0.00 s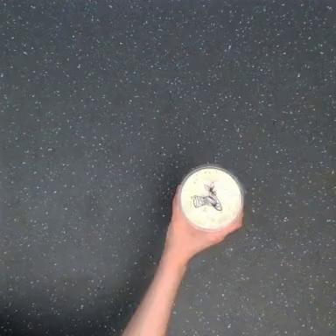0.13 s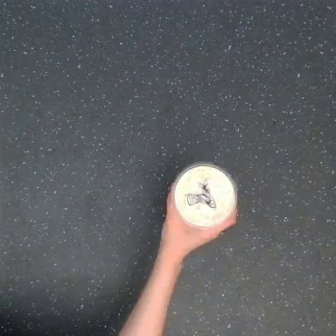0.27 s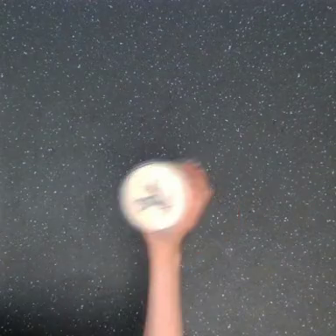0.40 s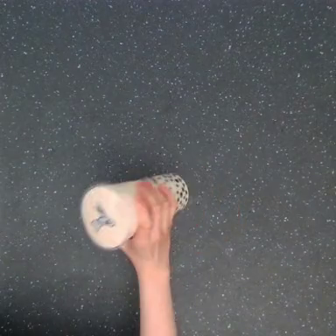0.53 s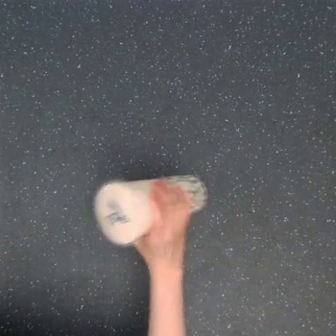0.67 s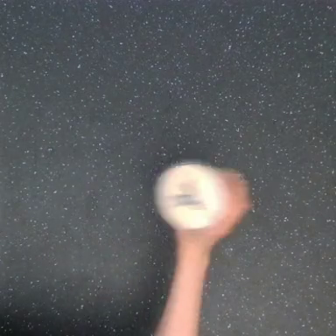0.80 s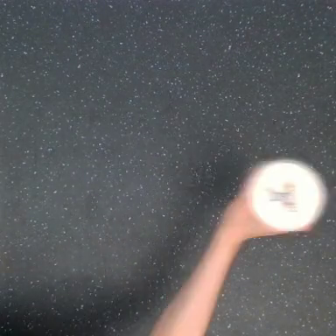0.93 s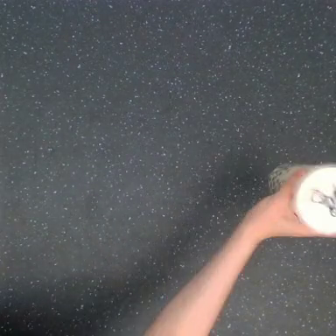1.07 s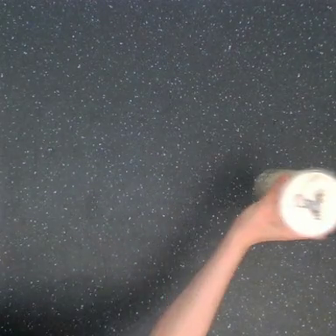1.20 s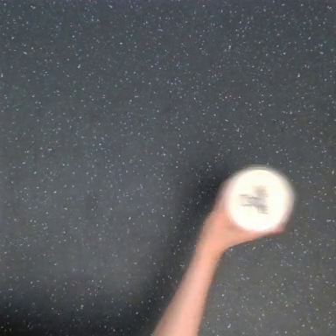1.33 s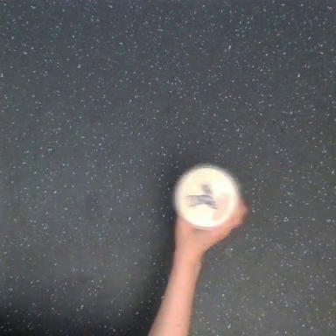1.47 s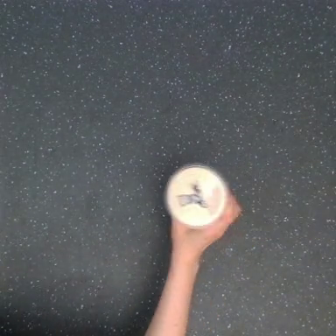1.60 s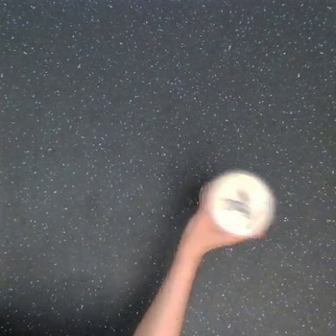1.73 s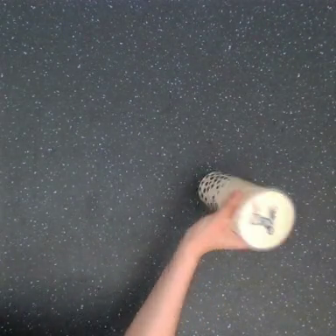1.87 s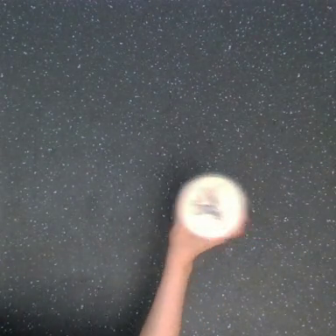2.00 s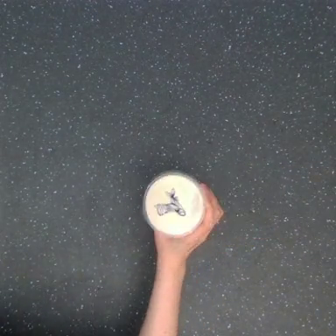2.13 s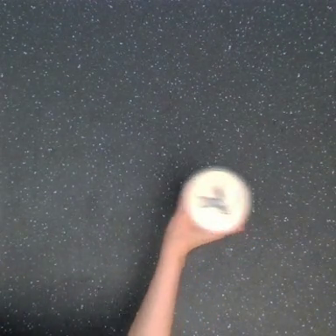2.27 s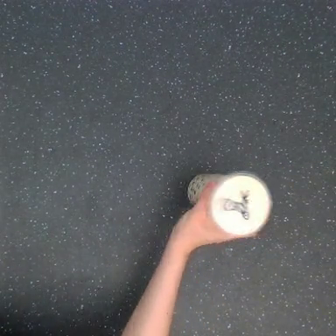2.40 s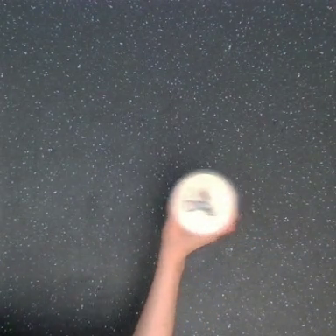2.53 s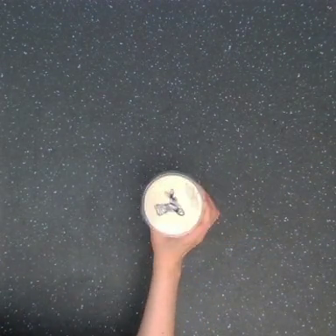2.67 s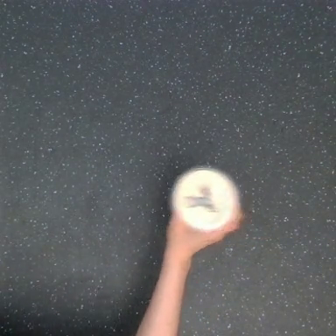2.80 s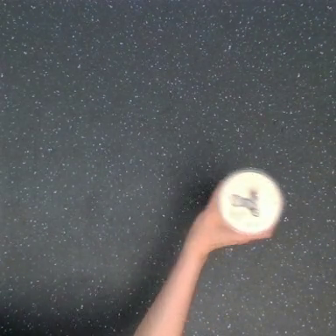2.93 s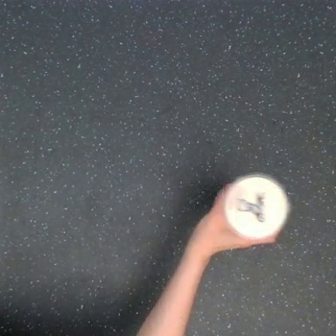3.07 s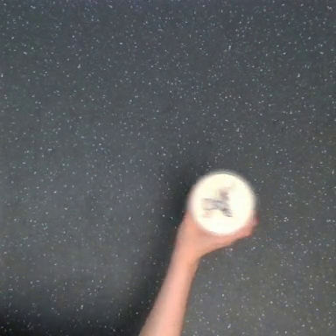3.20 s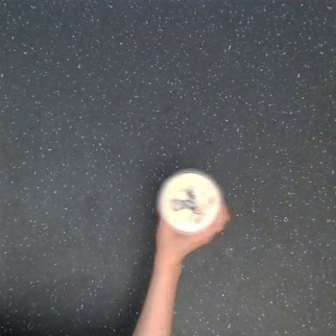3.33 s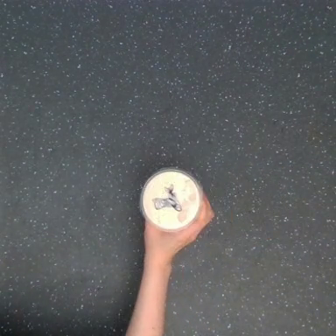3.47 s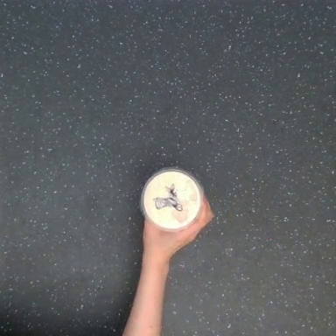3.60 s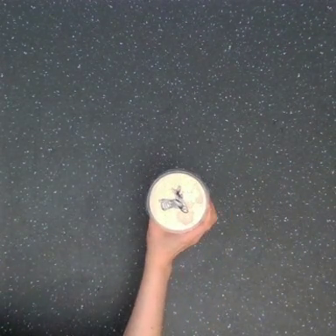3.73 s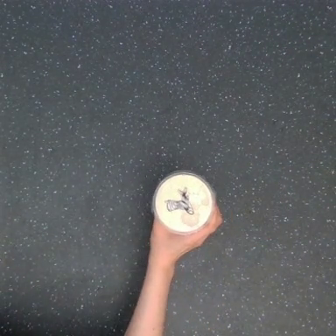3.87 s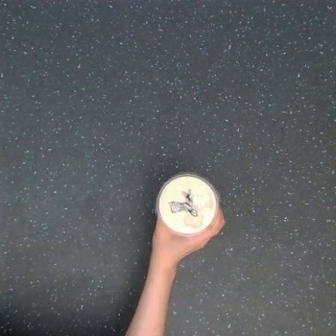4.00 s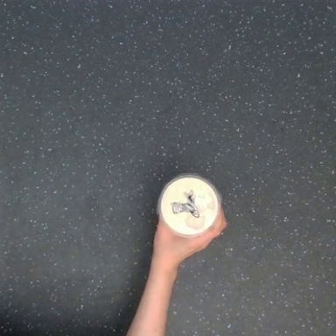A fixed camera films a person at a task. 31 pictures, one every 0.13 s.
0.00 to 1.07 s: The hand goes to the right.
1.07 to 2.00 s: The hand goes to the left.
2.00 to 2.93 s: The hand goes to the right.
2.93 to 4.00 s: The hand goes to the left.
Task: shake the boba.
Motion: move to the left and move to the right, repeating this sequence 4 times.
